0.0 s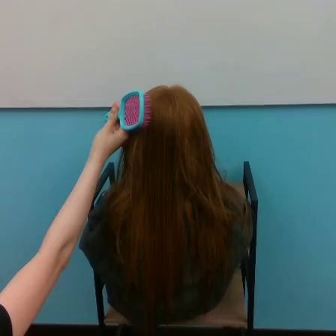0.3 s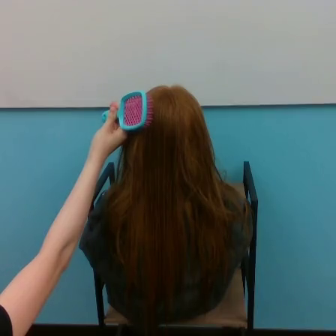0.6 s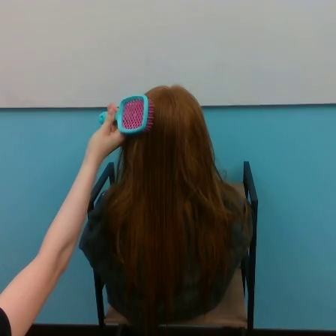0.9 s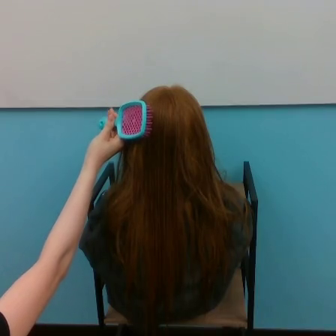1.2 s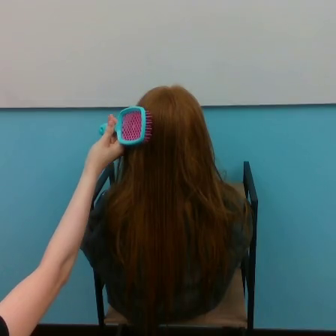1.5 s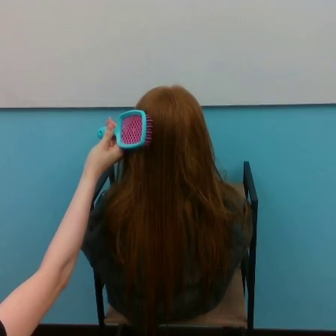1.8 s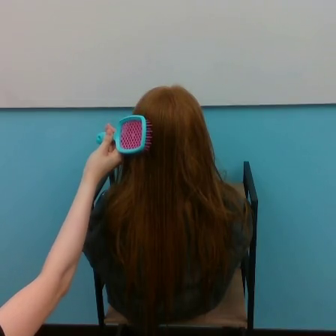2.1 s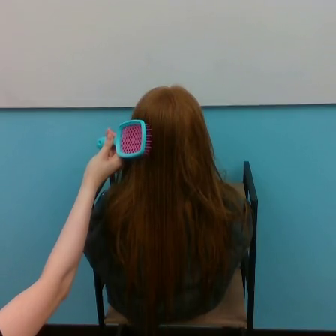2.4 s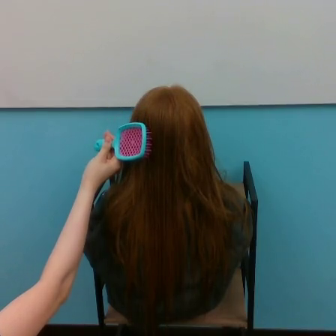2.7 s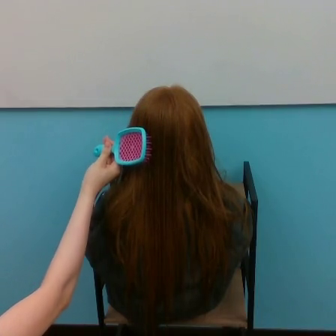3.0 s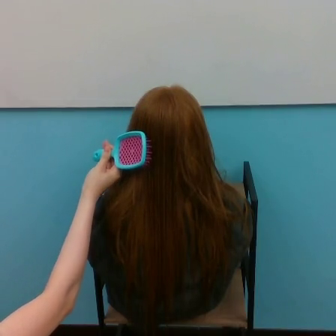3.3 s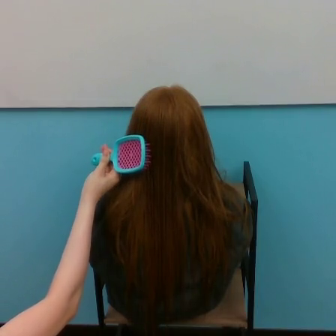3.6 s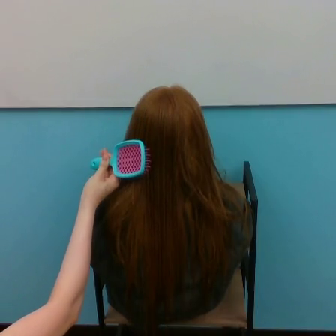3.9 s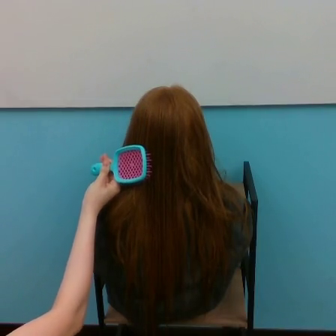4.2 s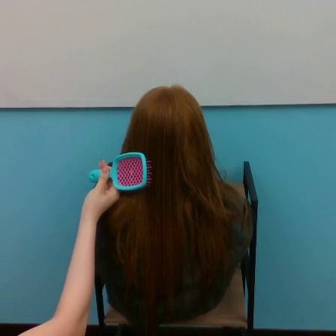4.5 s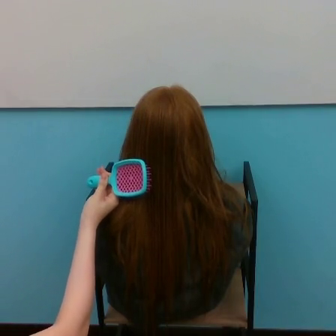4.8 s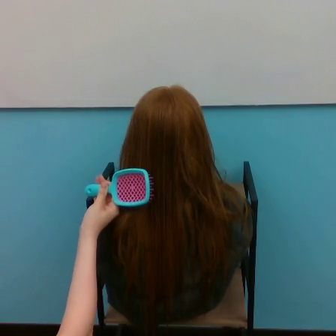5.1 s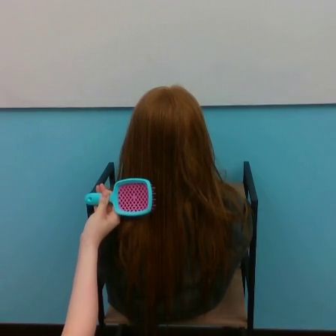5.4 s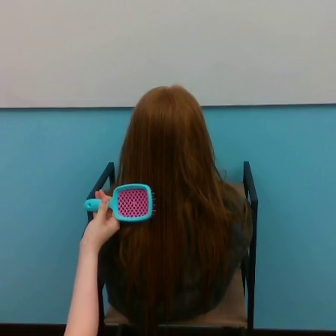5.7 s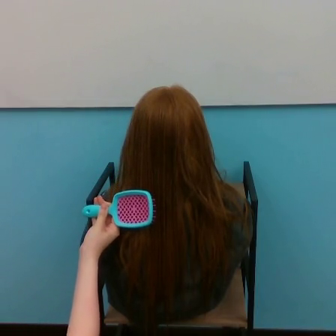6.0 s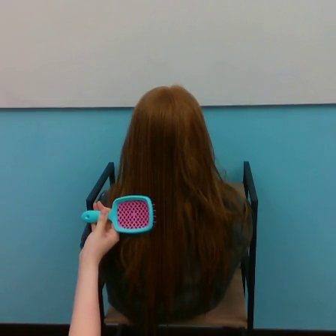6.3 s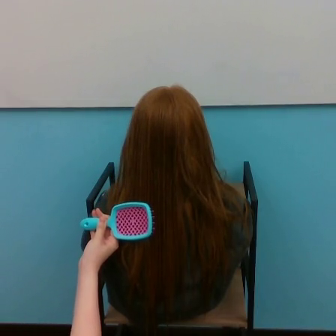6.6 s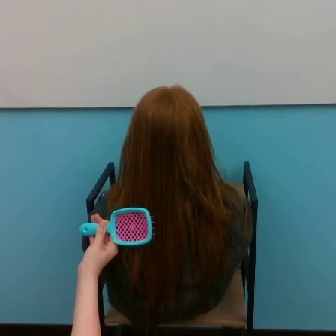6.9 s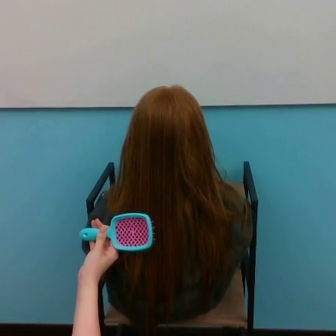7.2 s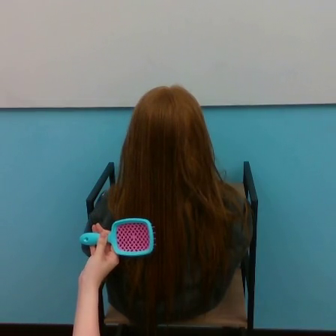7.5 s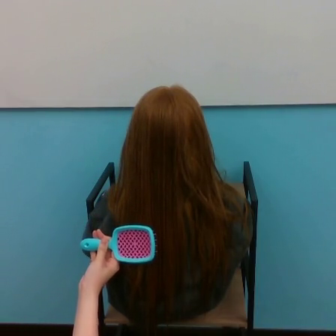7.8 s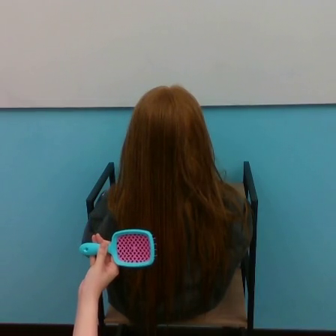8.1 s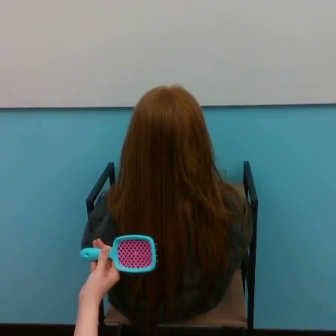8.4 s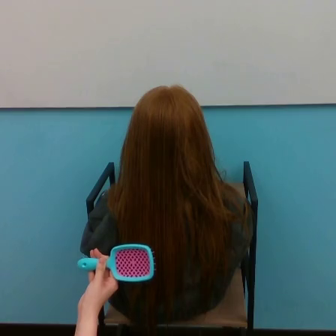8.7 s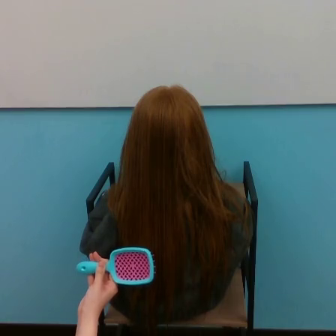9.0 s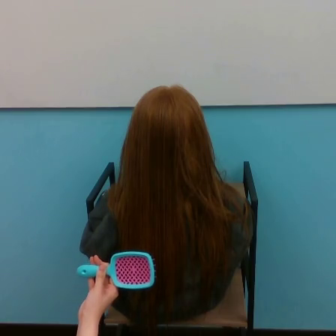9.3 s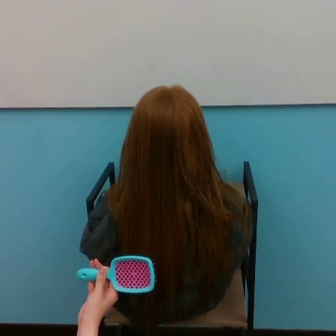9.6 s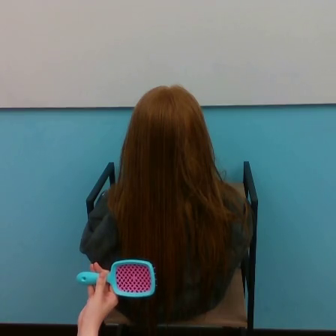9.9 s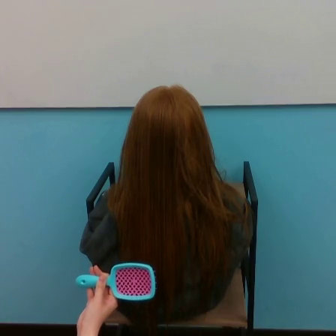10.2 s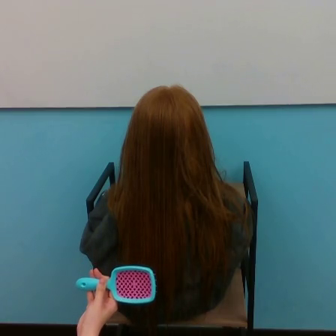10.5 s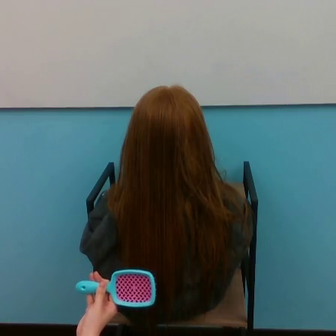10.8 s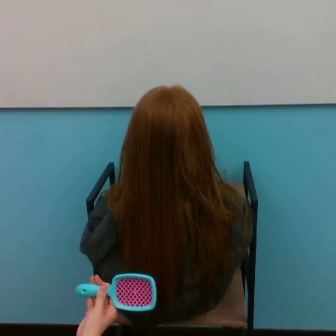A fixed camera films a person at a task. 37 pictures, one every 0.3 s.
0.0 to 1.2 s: The hand goes downward.
1.2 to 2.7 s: The hand goes downward.
2.7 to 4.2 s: The hand goes downward.
4.2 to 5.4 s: The hand goes downward.
5.4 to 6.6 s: The hand goes downward.
6.6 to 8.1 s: The hand goes downward.
8.1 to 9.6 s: The hand goes downward.
9.6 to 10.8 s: The hand moves only a little.
Task: brush hair.
Motion: move downward.
